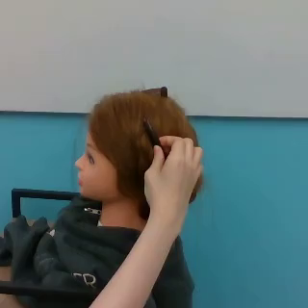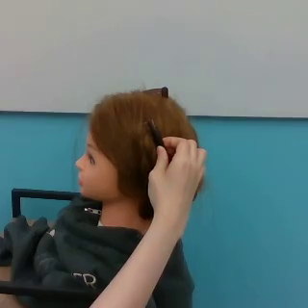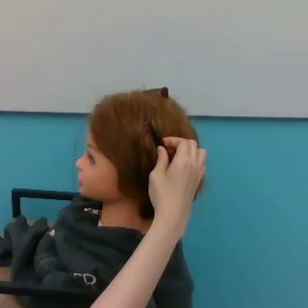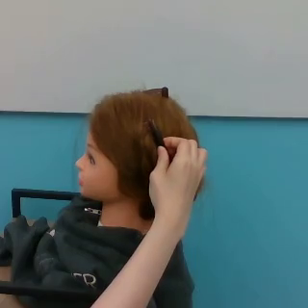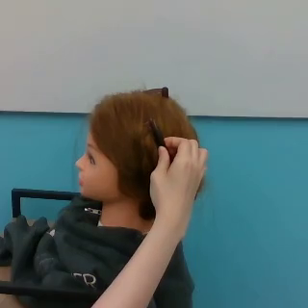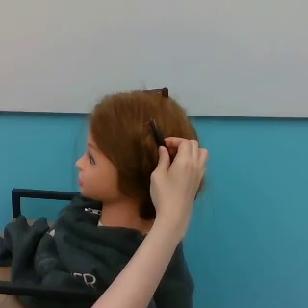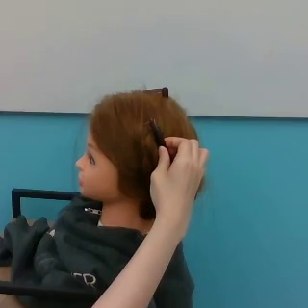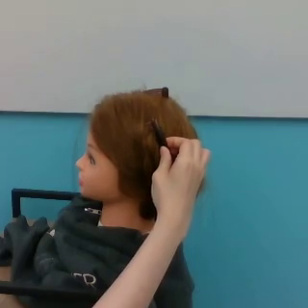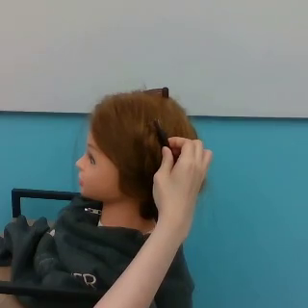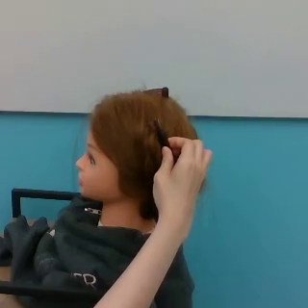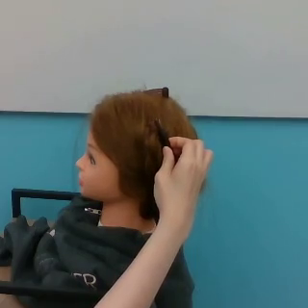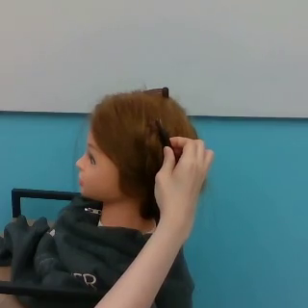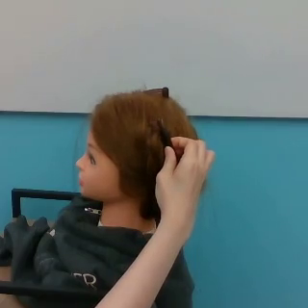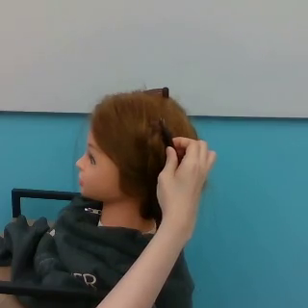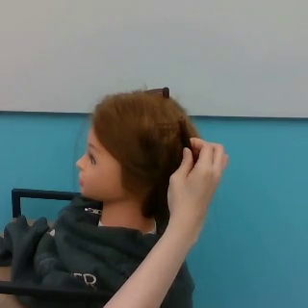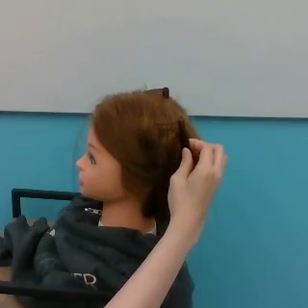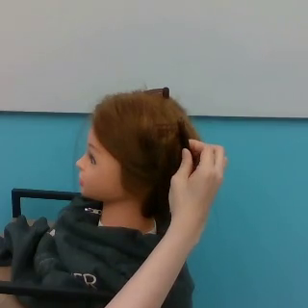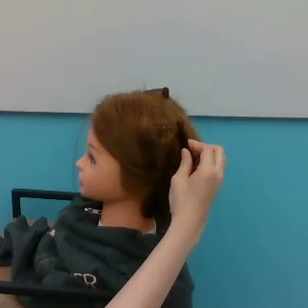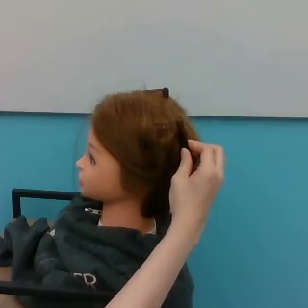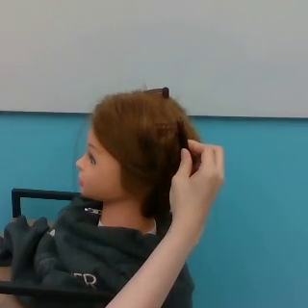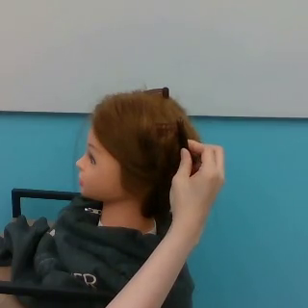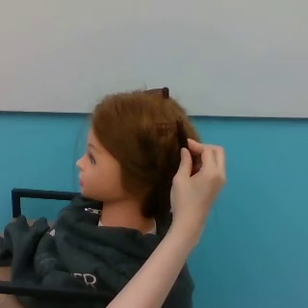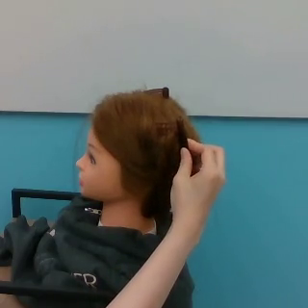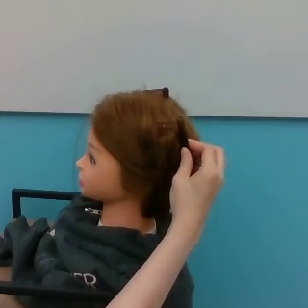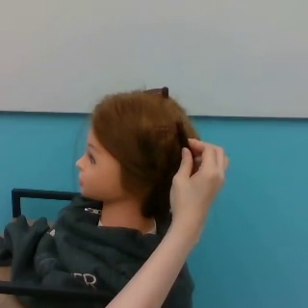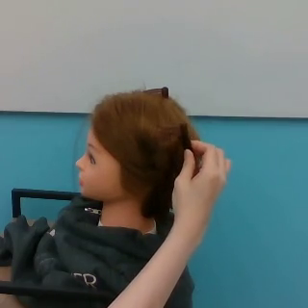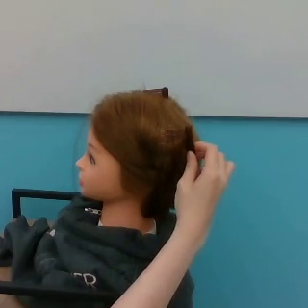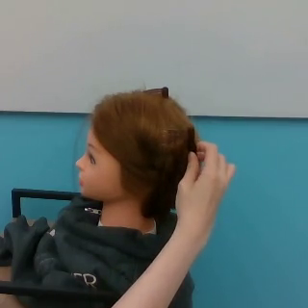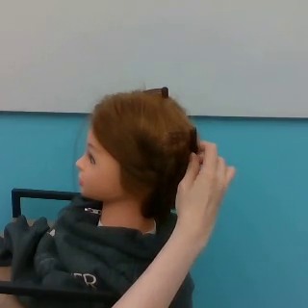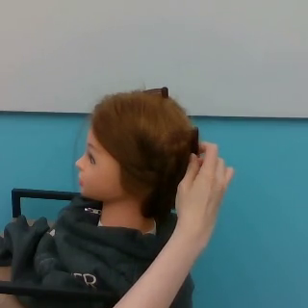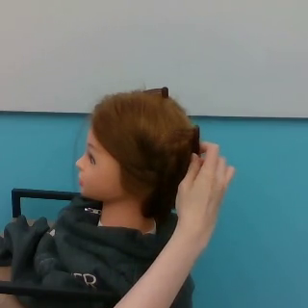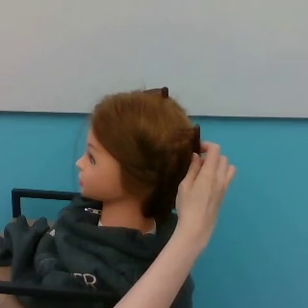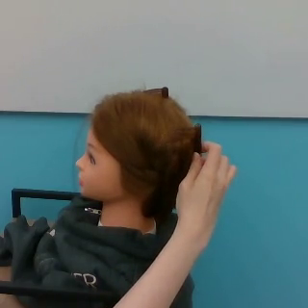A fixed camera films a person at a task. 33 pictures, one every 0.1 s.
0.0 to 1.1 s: The hand moves only a little.
1.1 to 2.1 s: The hand goes to the right.
2.1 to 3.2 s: The hand moves only a little.
Task: take down hairstyle.
